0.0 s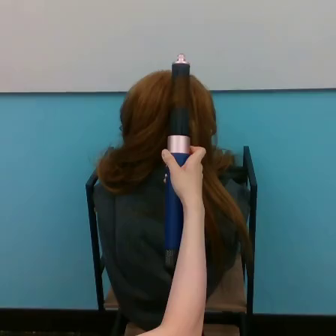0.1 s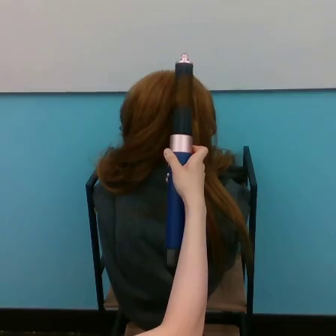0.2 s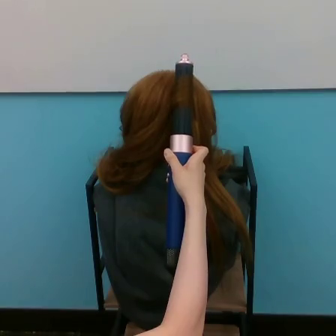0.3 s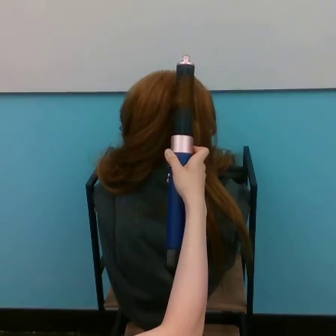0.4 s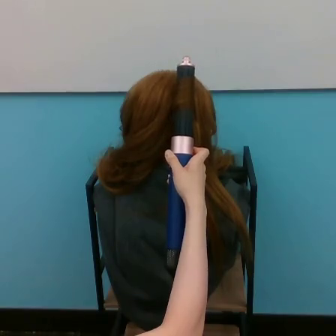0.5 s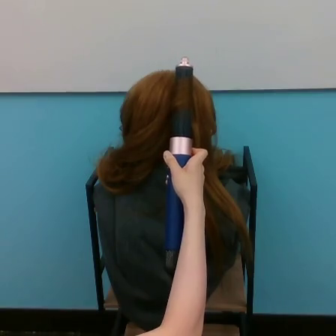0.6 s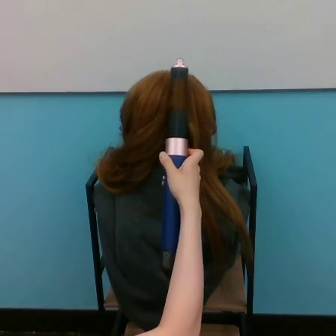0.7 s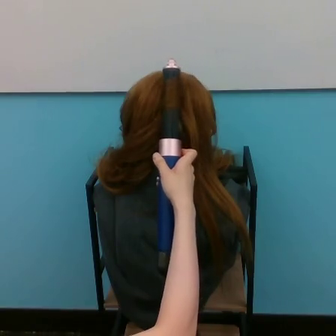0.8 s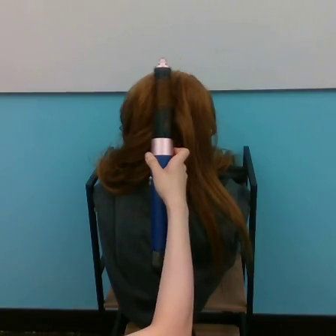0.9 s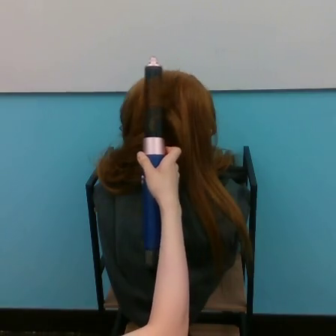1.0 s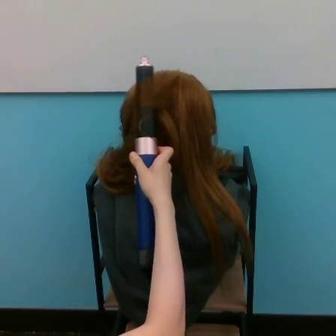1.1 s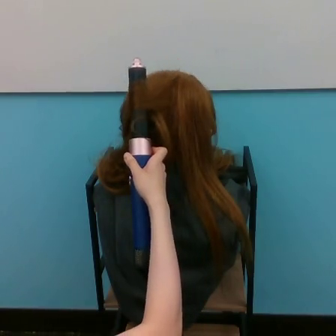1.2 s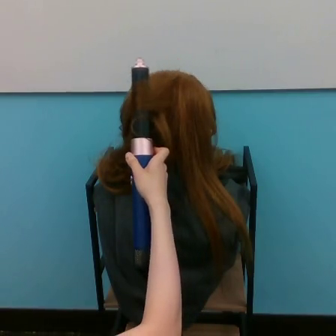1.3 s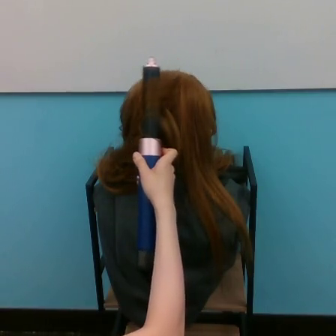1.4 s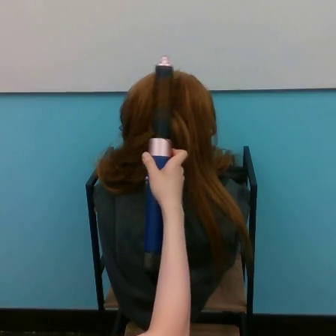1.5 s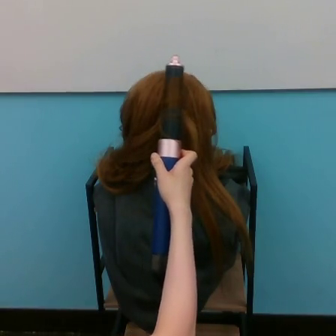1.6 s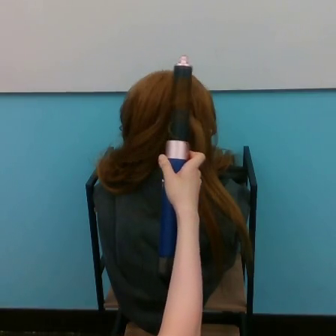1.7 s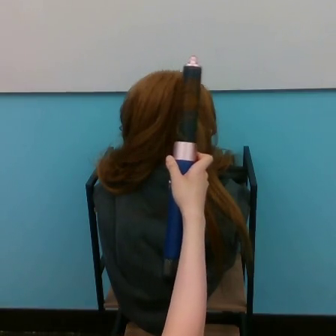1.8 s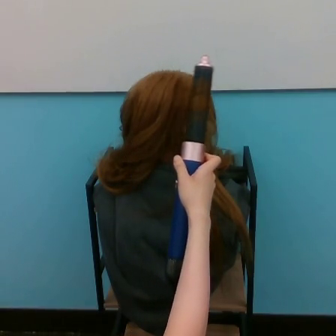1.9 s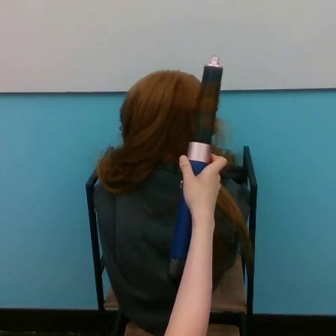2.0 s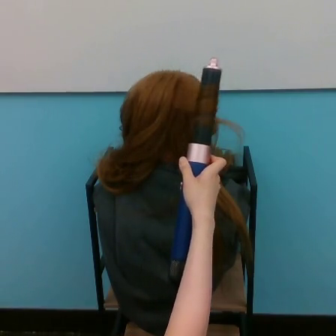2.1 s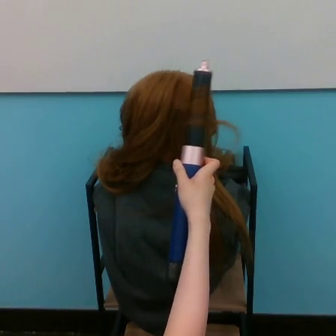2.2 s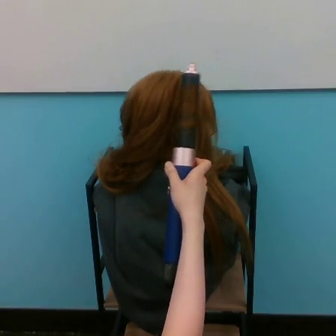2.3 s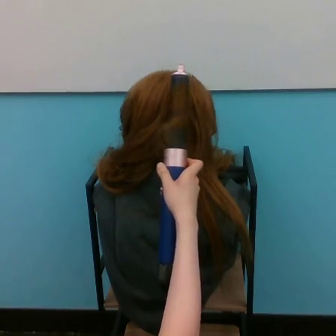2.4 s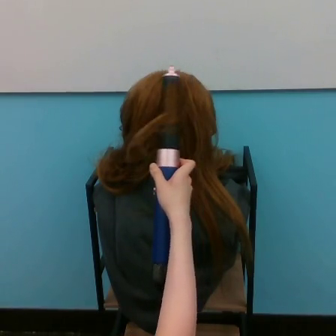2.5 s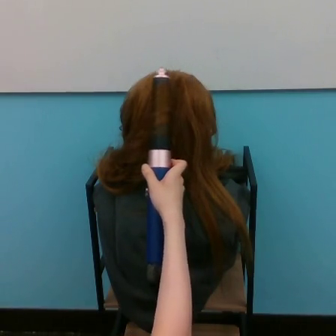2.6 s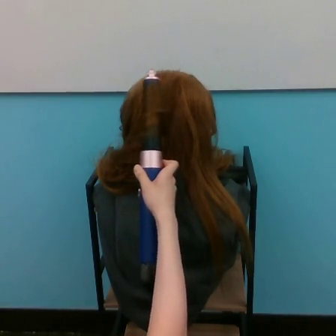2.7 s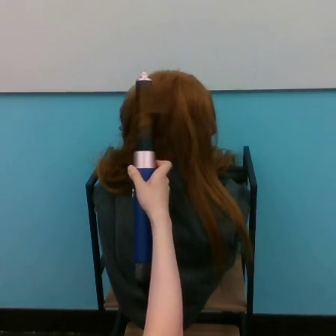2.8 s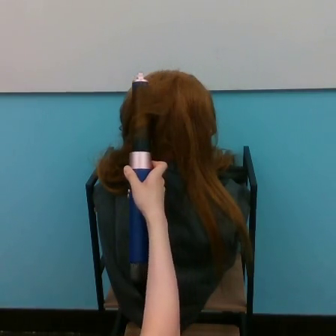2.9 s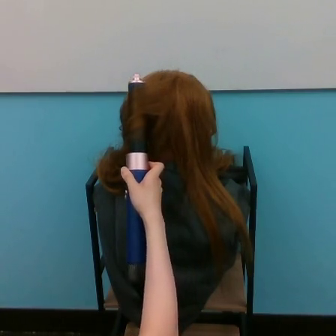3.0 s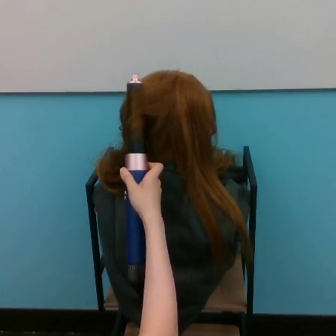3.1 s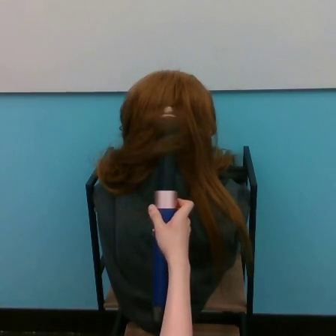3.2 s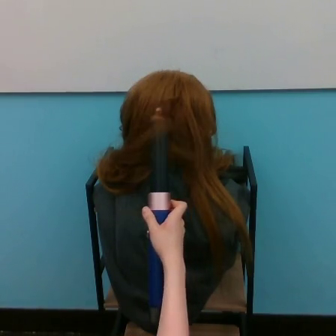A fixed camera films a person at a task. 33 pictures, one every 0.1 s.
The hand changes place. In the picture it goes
downward.
0.0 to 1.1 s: The hand goes to the left.
1.1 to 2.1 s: The hand goes to the right.
2.1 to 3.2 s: The hand goes to the left, then downward and to the right.
Task: curl hair.
